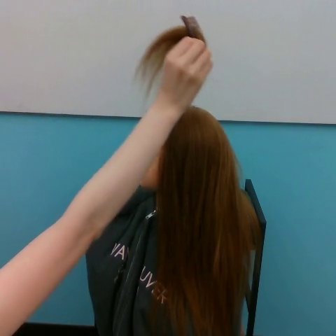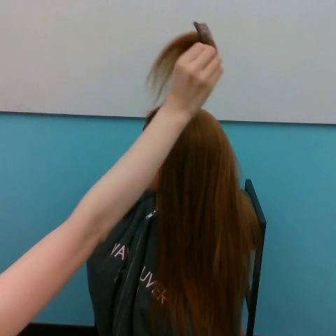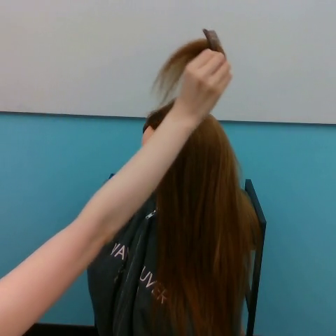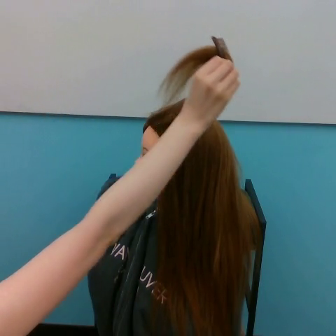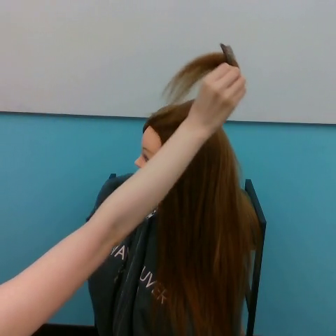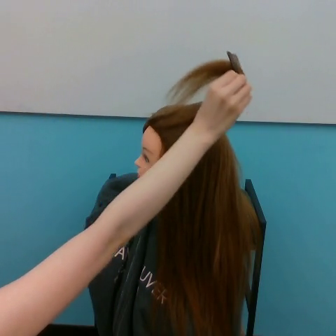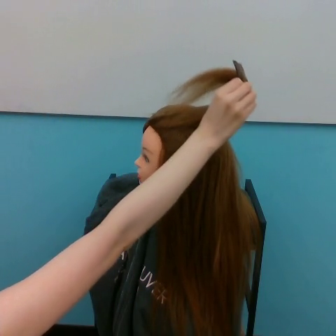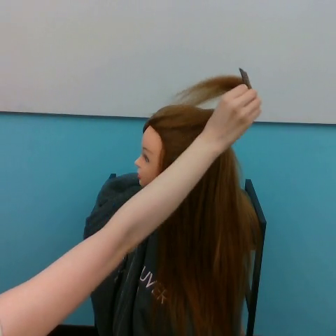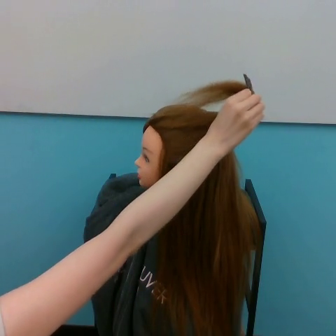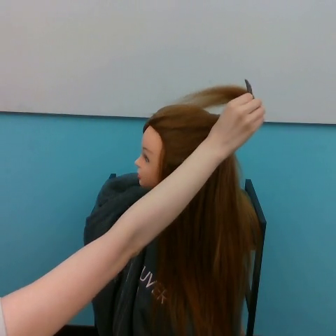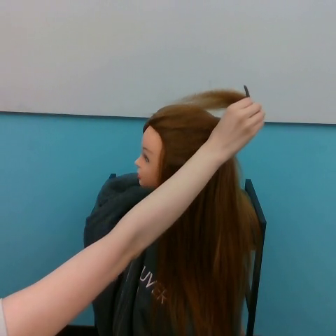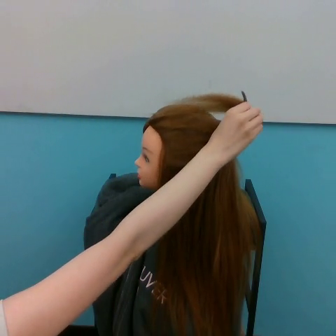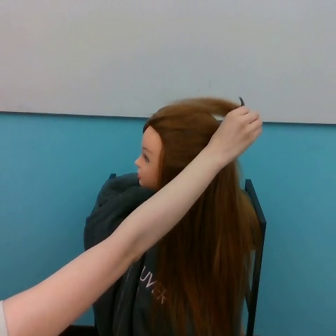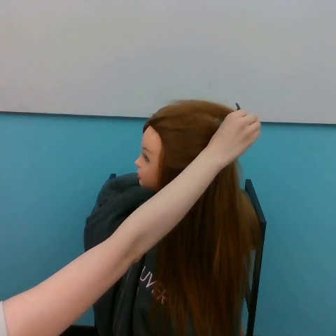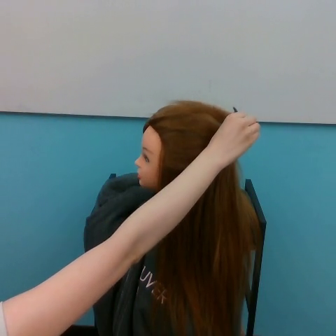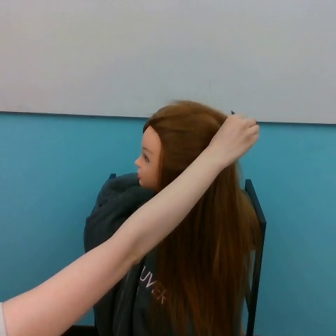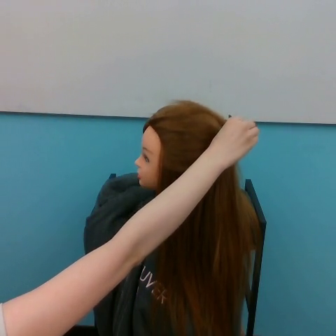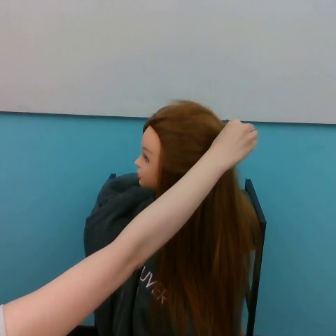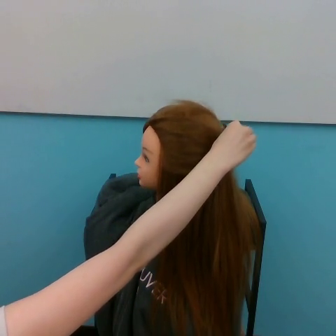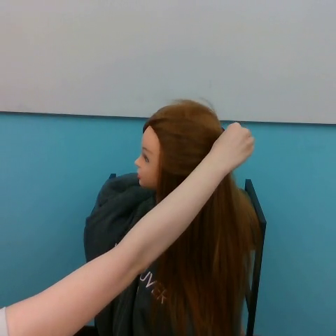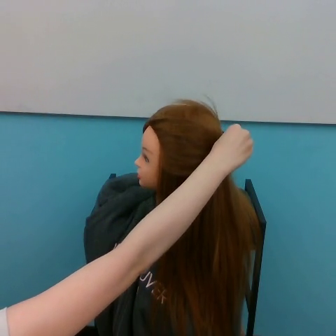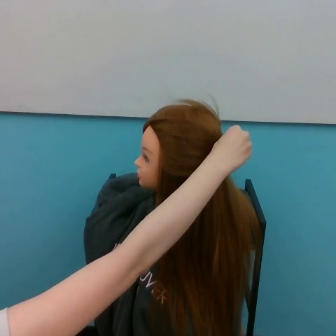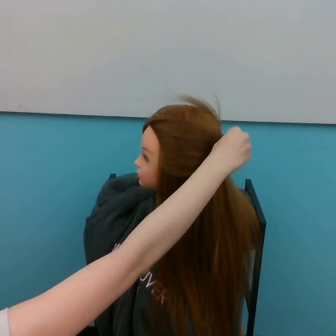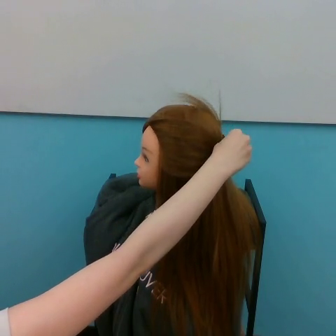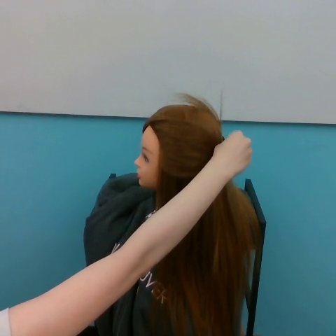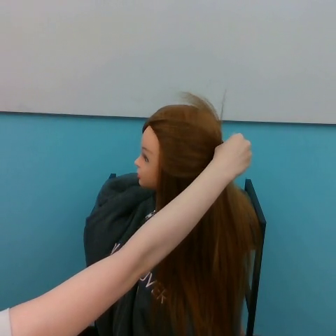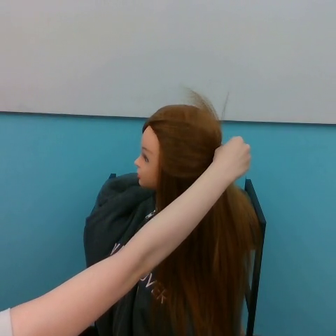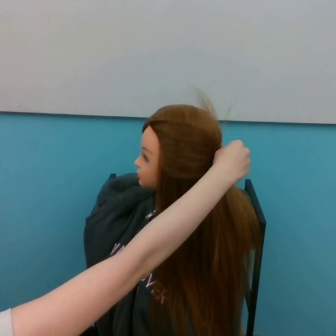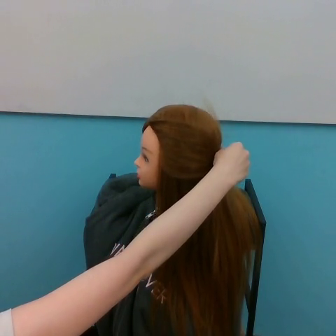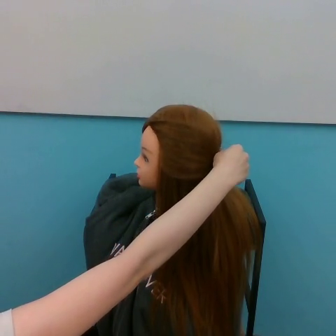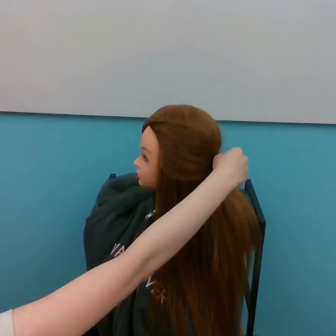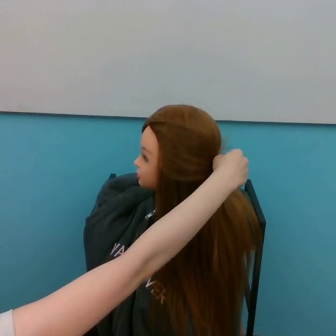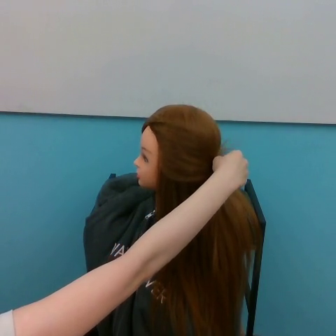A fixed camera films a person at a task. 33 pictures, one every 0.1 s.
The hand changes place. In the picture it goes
downward.
0.0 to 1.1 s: The hand goes downward and to the right.
1.1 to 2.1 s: The hand goes downward.
2.1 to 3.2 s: The hand goes downward.
Task: tidy side hair.
